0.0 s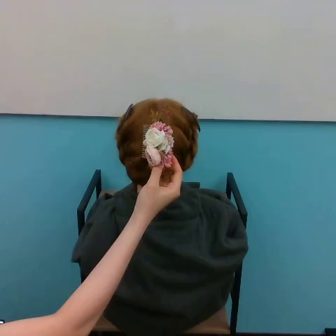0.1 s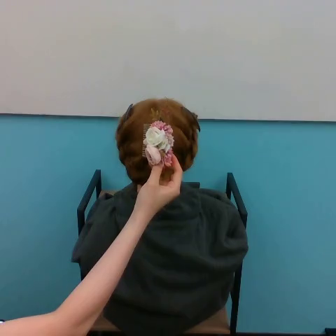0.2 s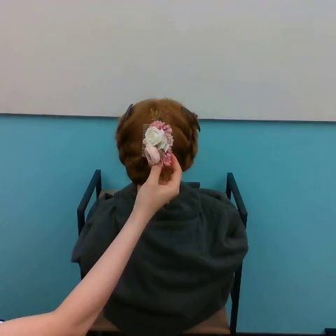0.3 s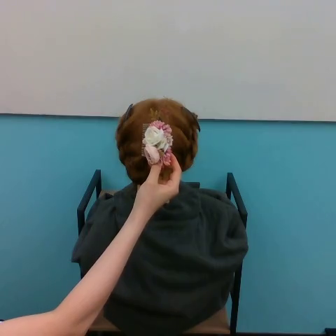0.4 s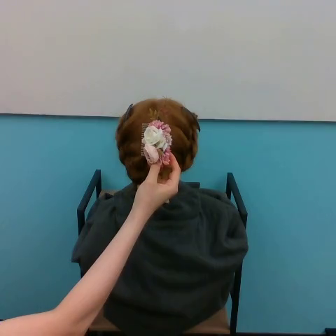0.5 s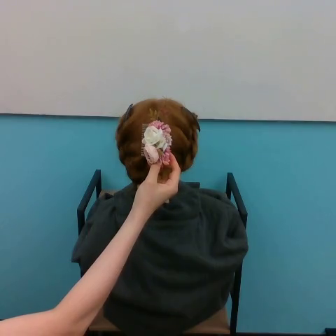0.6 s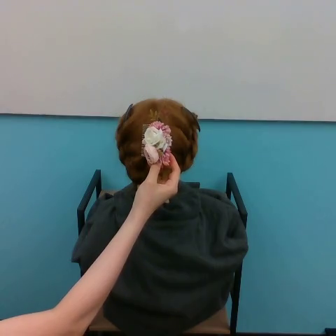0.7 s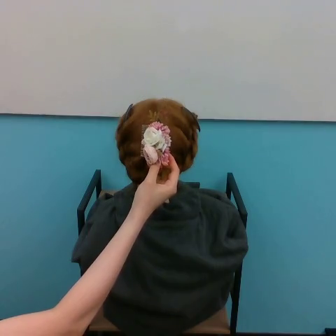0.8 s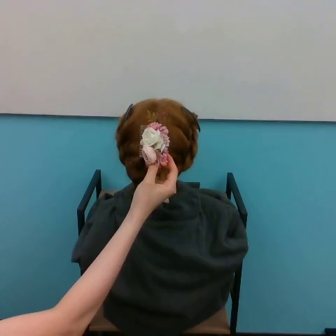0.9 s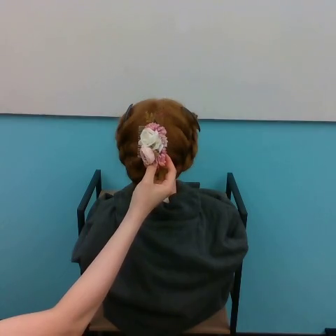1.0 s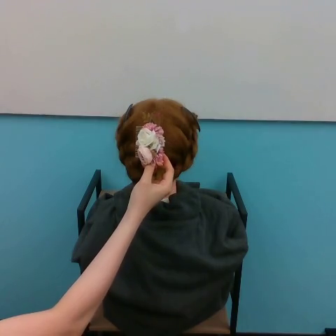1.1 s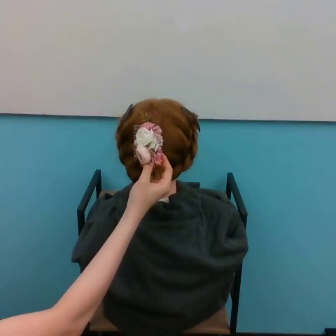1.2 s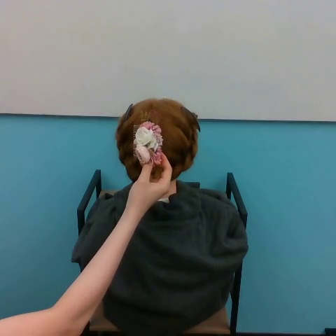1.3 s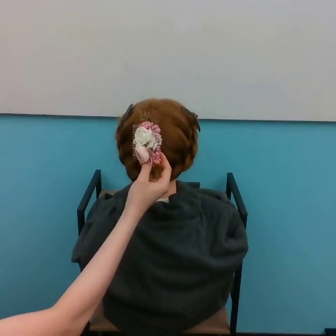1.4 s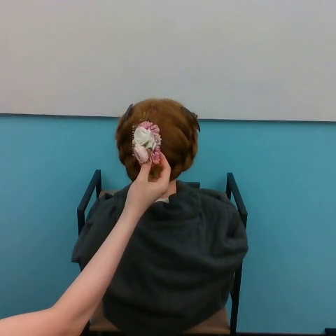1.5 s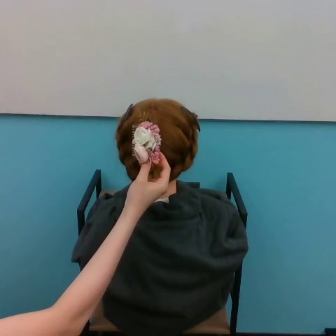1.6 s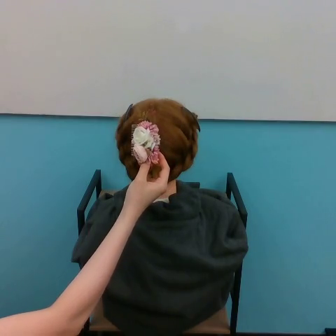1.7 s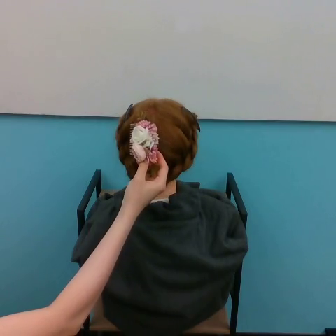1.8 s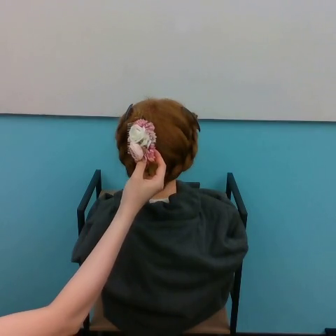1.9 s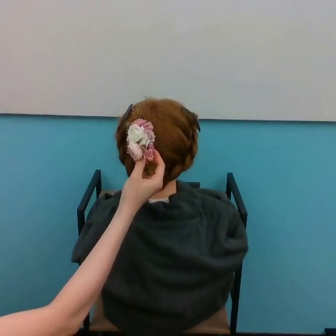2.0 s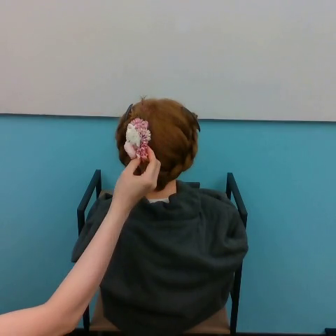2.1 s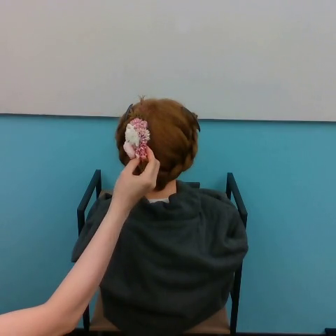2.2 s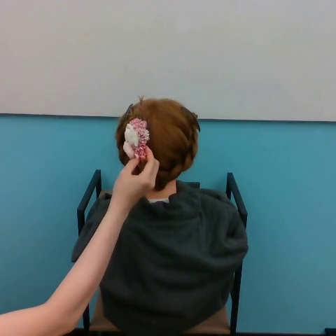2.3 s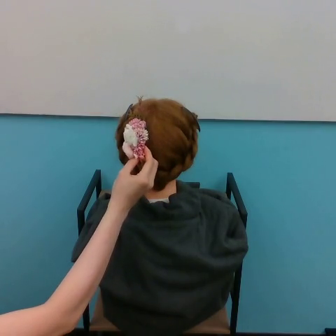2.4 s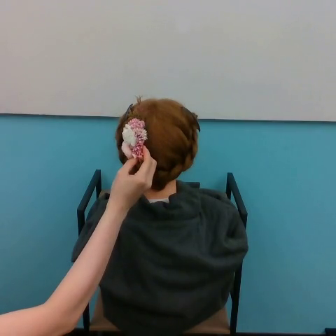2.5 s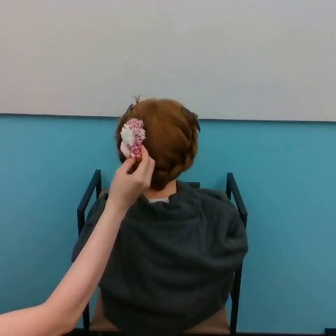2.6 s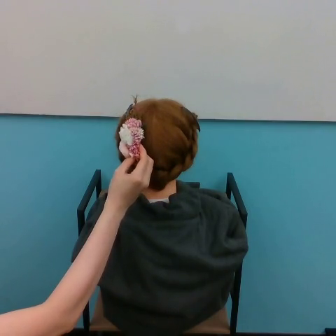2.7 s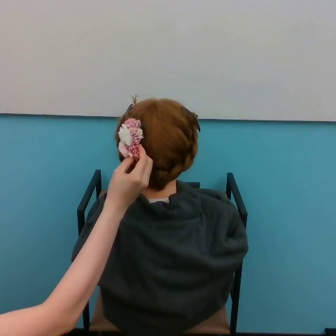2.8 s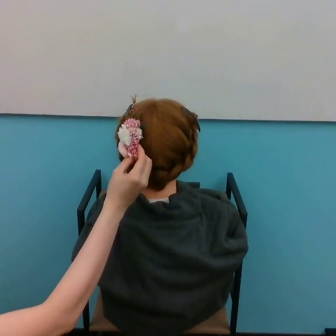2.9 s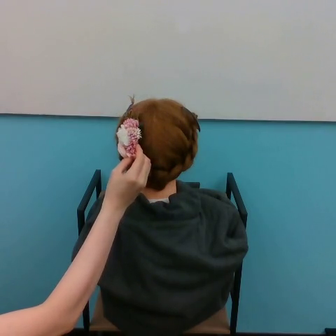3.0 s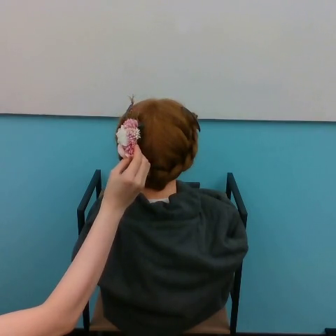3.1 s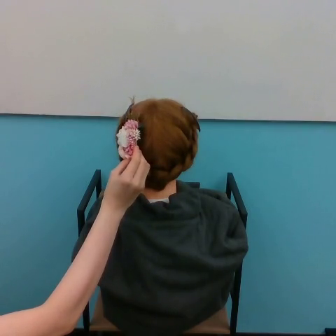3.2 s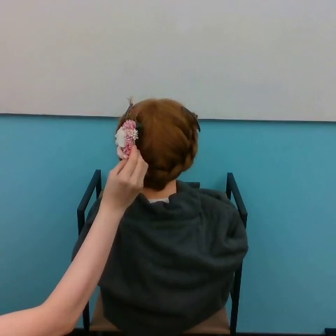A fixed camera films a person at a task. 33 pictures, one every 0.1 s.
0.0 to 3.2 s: The hand goes to the left.
Task: tuck flower in hair.
